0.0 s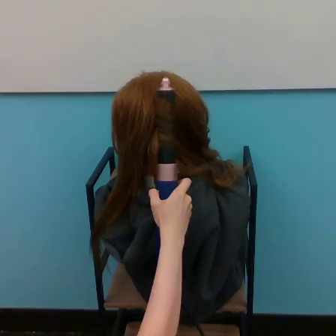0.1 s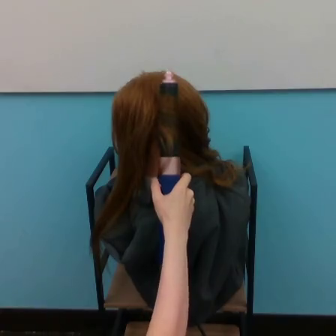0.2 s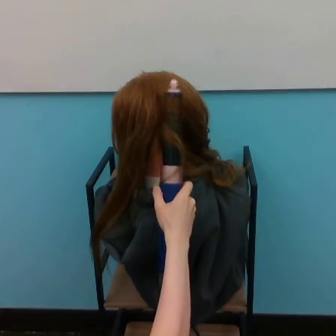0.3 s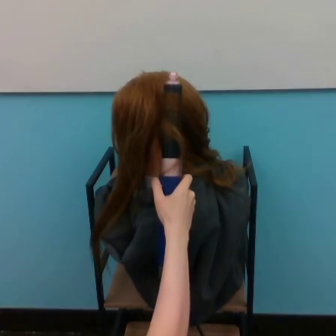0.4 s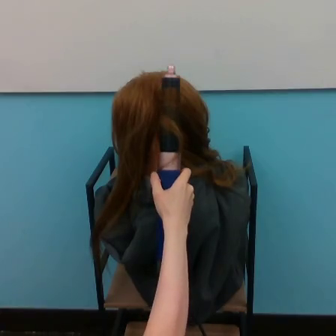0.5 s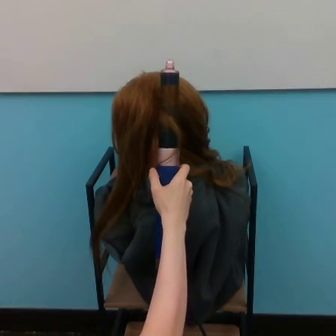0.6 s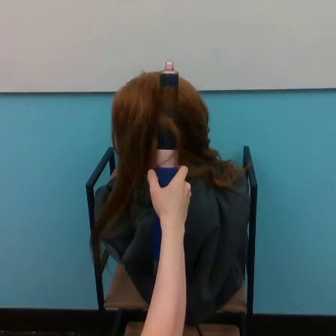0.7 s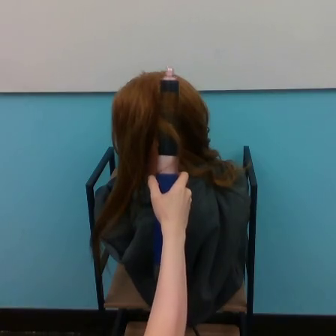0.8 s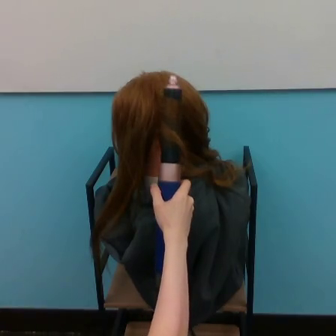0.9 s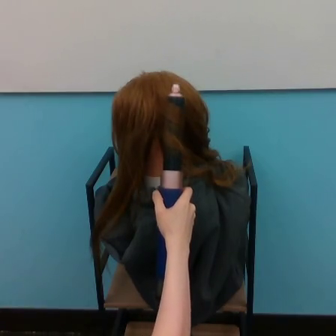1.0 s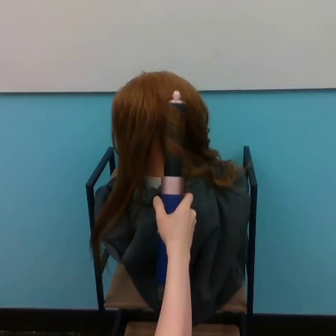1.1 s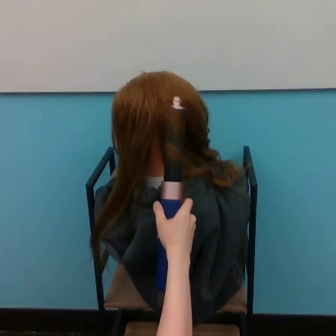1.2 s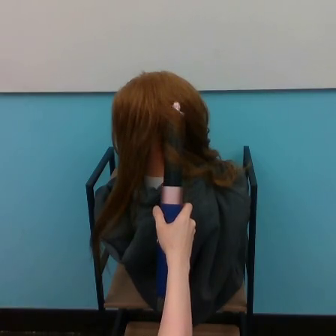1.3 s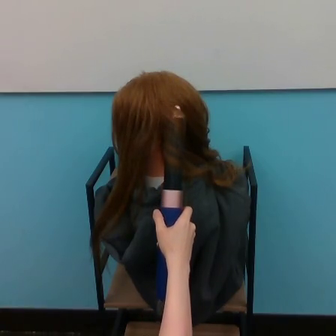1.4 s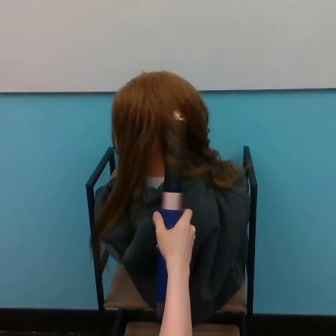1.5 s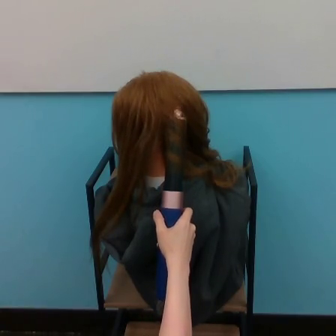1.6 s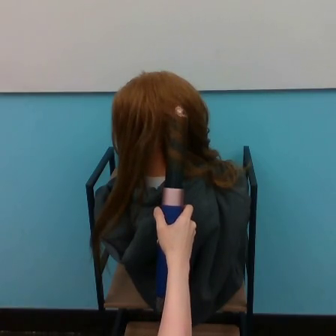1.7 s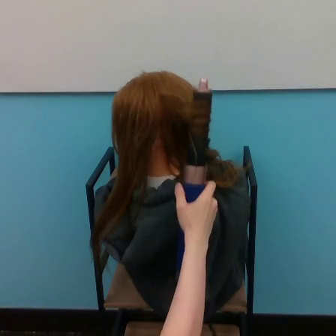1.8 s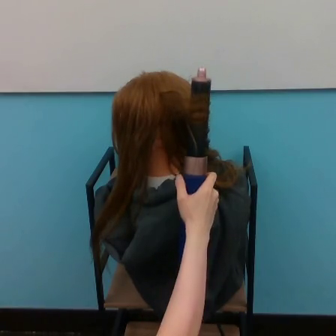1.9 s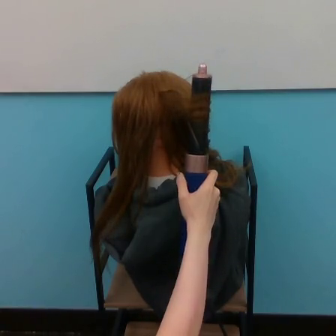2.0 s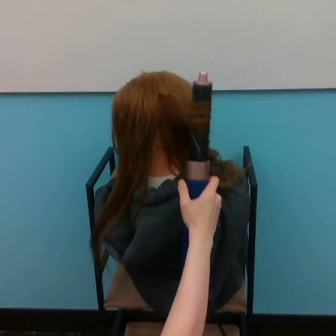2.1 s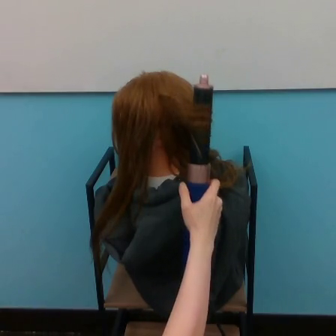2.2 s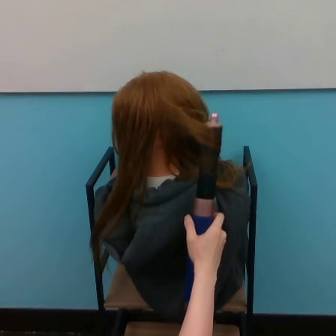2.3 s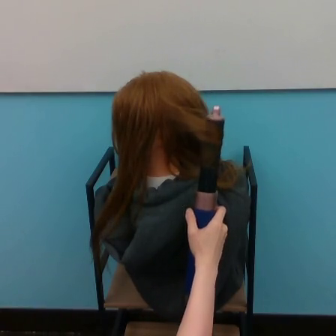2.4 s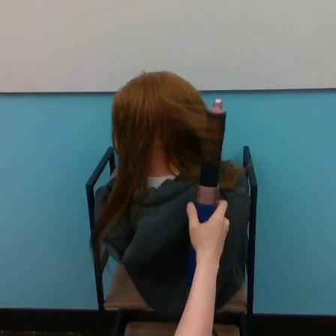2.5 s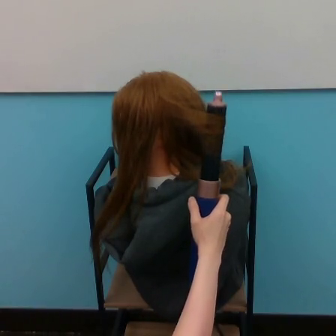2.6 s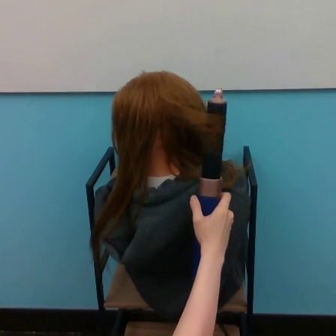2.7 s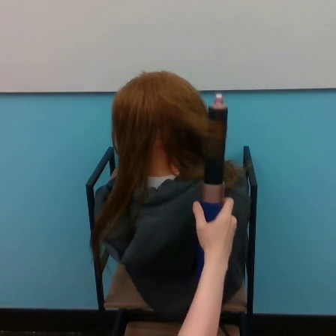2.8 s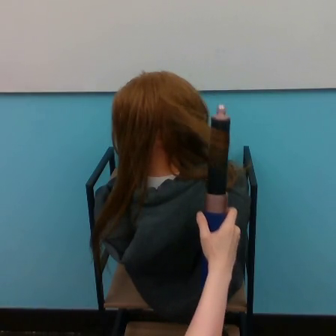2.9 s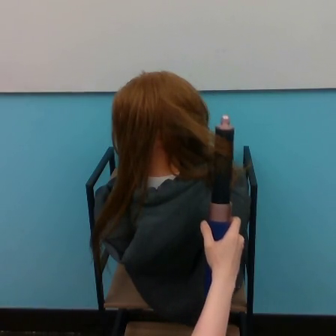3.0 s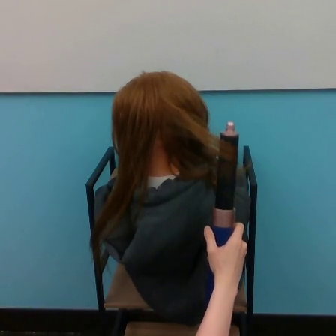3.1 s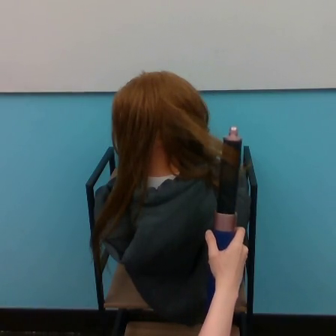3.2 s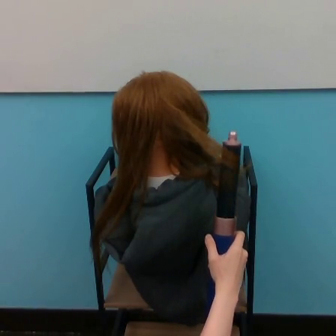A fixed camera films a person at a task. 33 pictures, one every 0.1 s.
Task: curl hair.
0.0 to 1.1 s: The hand goes downward.
1.1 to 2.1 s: The hand goes upward and to the right.
2.1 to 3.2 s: The hand goes downward and to the right.
